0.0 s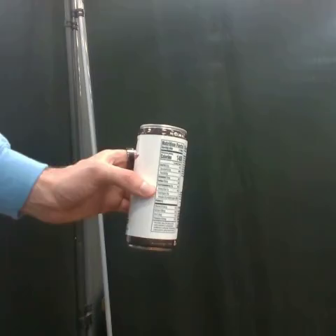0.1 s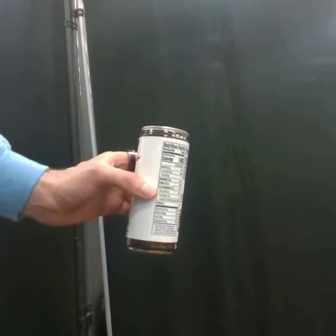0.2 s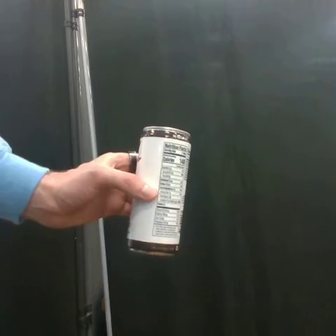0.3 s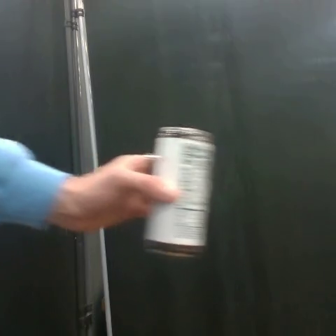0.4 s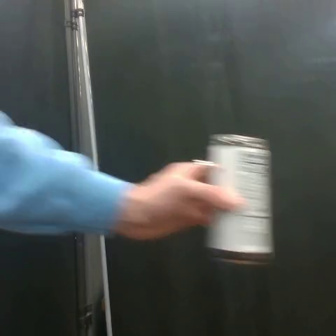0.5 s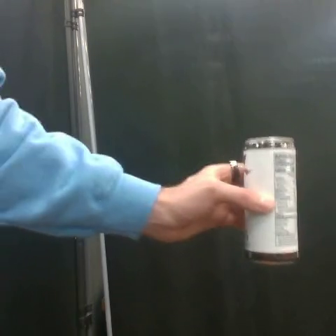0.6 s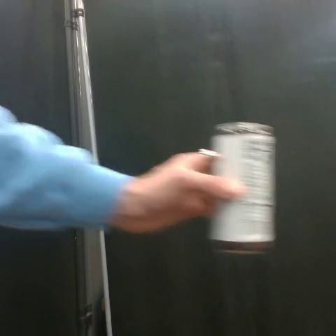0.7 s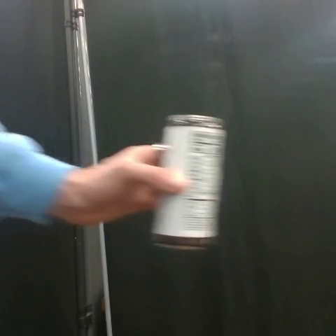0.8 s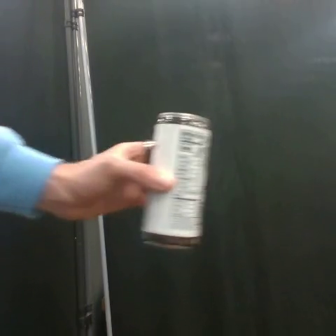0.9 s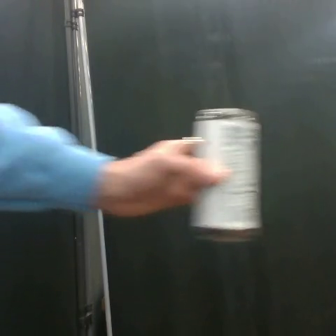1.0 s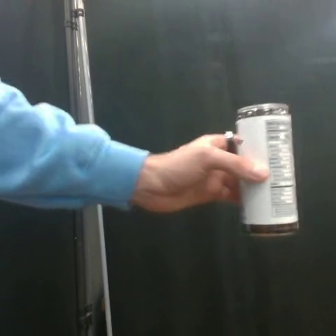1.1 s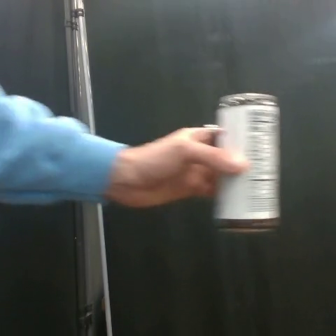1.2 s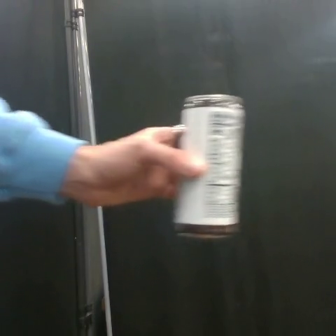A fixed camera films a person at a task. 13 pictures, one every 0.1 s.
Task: shake the coffee can.
Motion: move to the right and to the left 2 times.
0.0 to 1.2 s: The hand goes to the right, then to the left and upward.
